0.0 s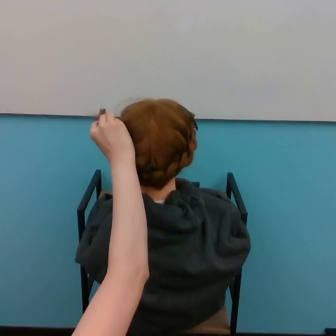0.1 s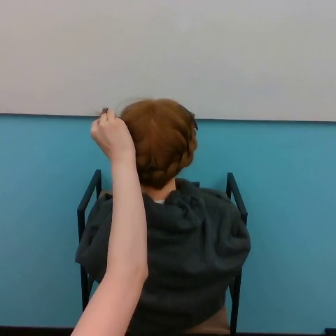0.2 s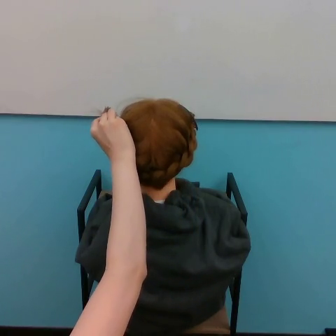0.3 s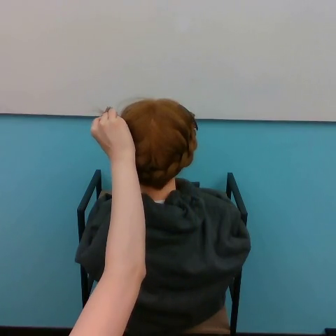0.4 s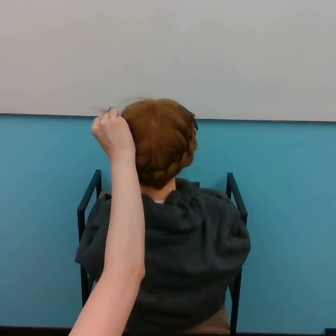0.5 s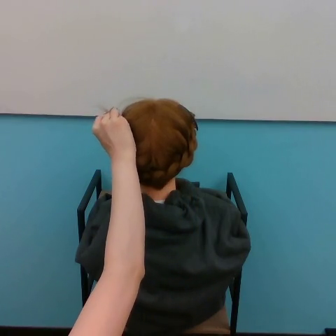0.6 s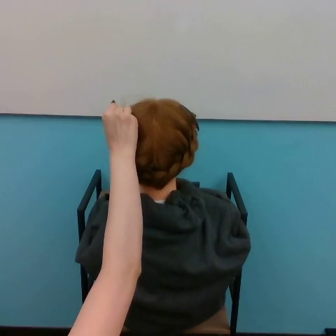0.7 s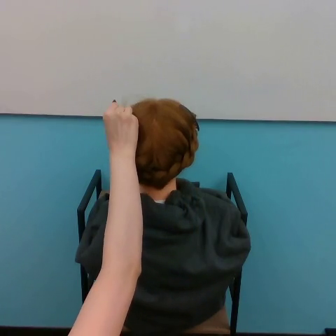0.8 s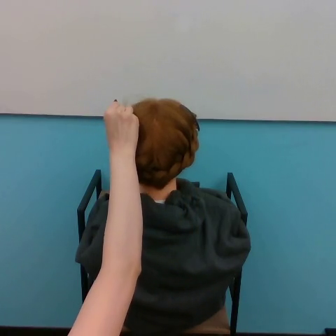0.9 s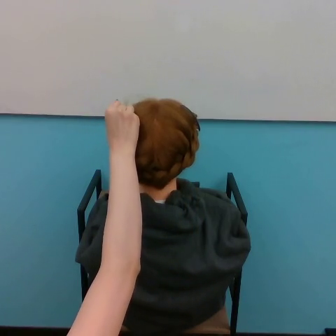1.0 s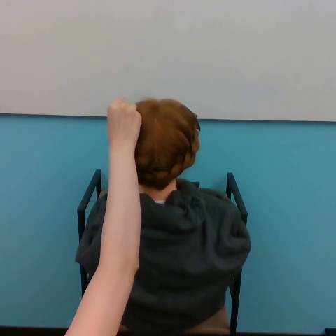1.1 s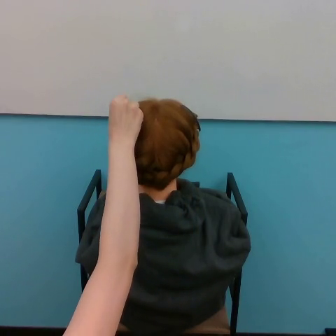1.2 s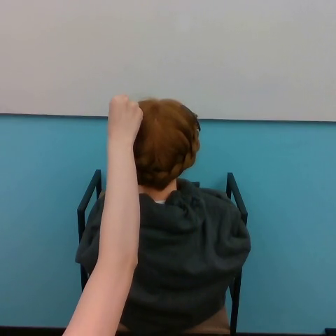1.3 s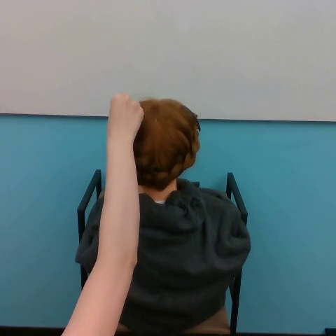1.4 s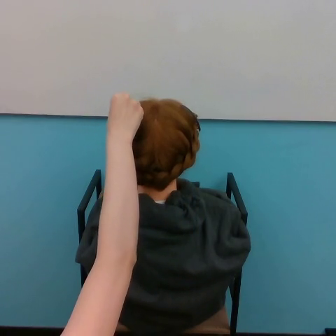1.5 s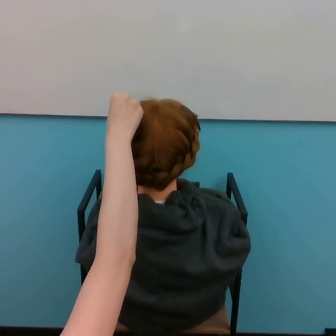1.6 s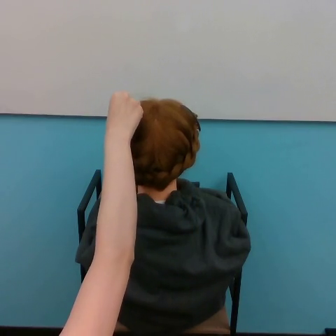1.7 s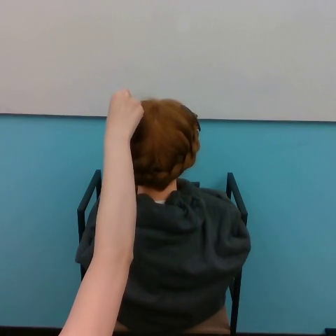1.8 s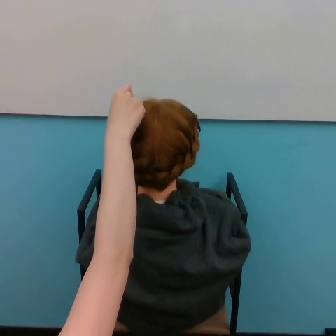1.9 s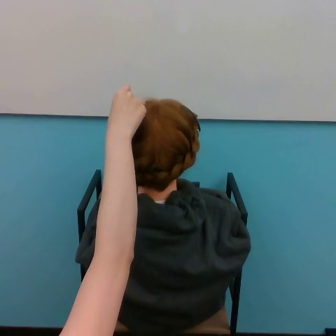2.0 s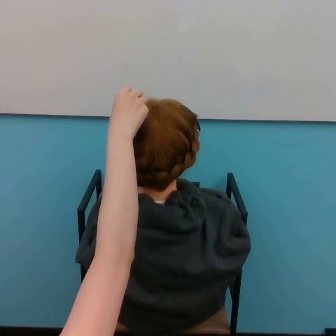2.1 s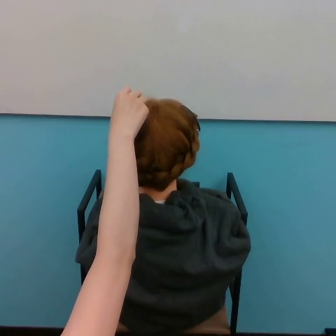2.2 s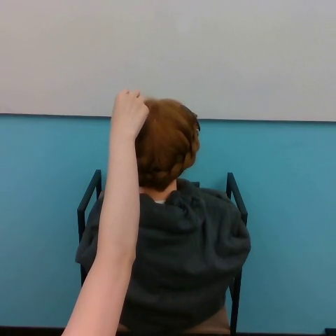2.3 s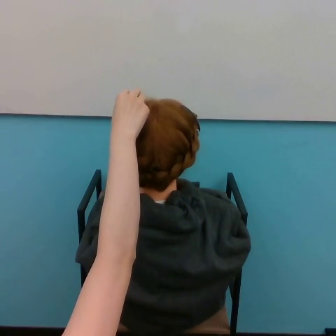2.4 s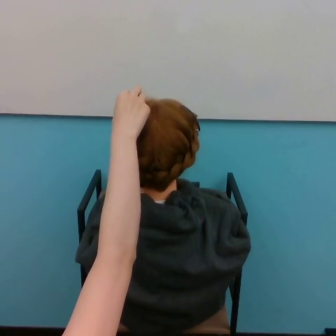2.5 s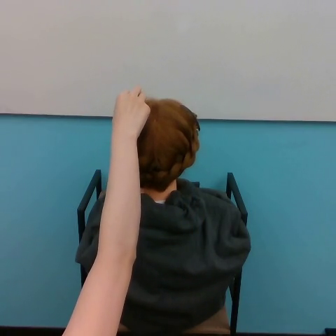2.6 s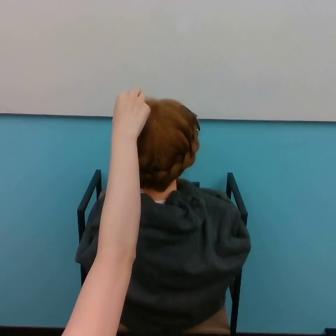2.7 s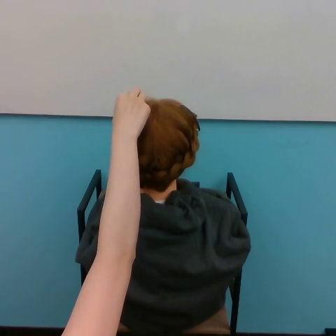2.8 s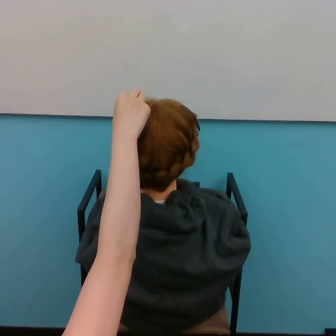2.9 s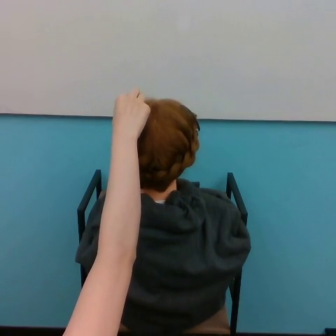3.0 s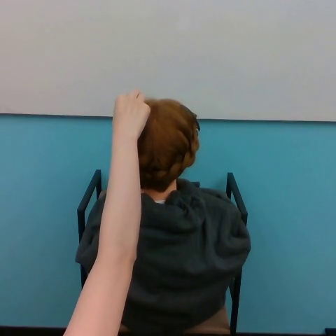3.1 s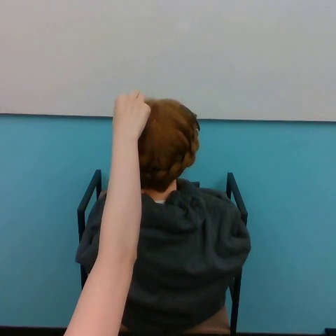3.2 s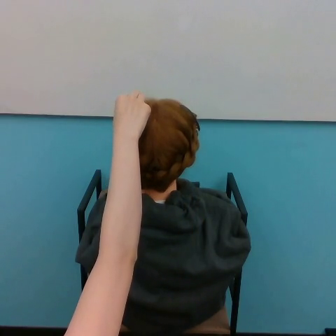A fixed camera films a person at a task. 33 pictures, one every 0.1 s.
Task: style hair.
0.0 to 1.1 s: The hand goes to the right and upward.
1.1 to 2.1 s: The hand moves only a little.
2.1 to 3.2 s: The hand stays where it is.
